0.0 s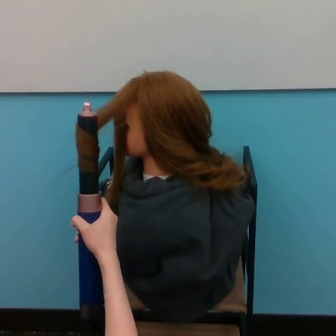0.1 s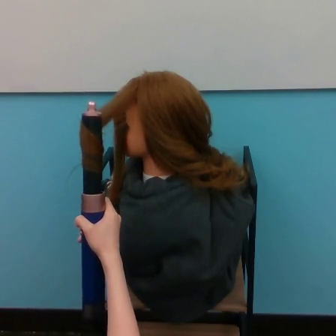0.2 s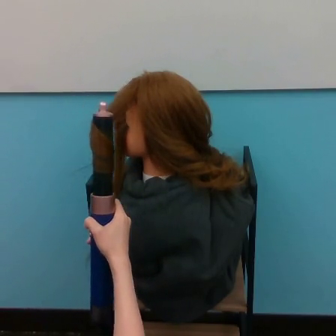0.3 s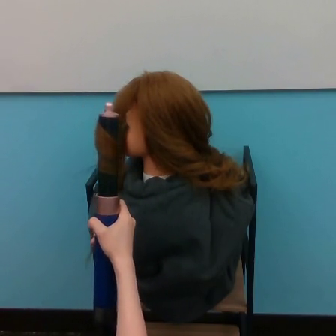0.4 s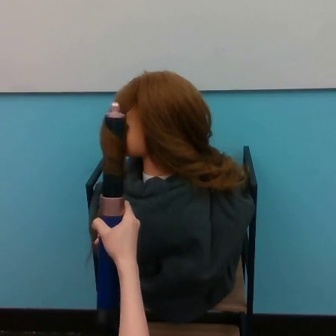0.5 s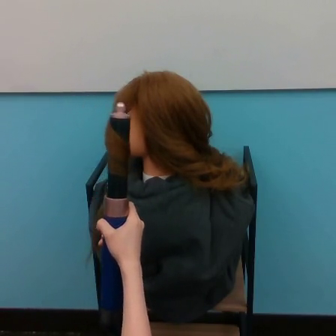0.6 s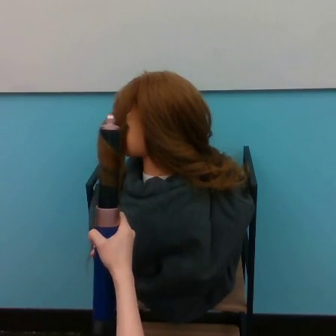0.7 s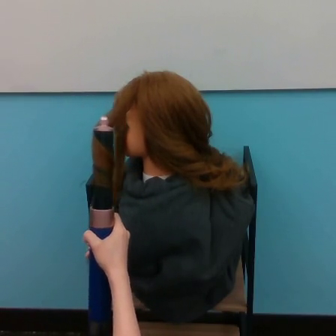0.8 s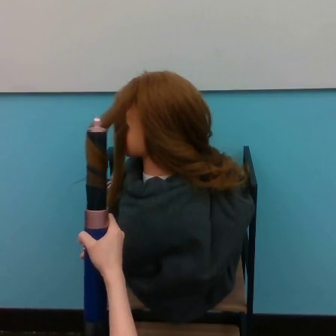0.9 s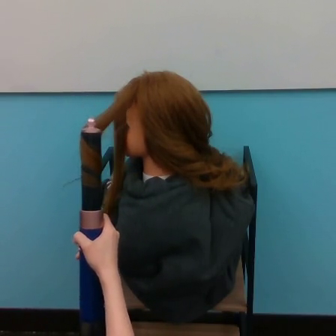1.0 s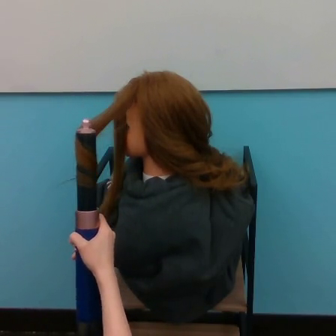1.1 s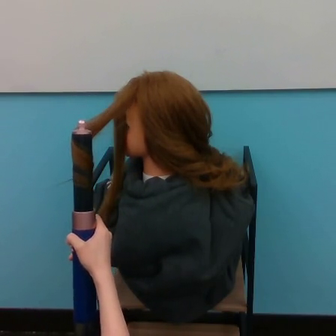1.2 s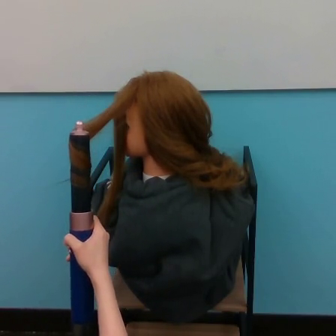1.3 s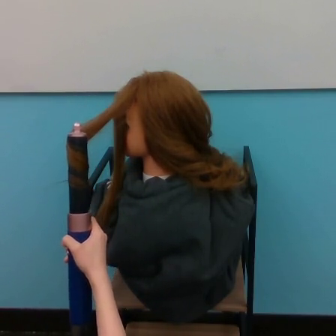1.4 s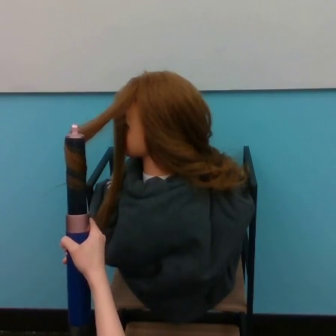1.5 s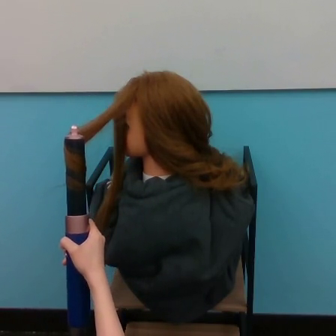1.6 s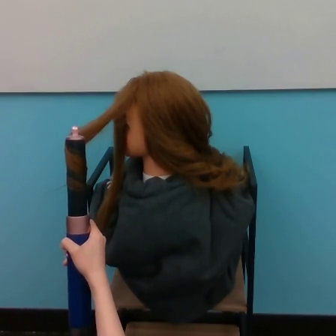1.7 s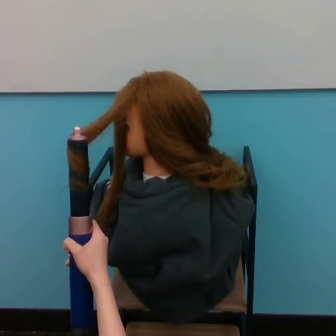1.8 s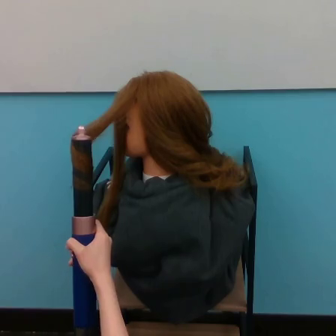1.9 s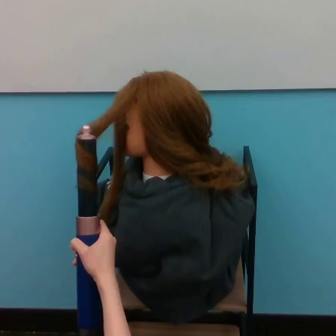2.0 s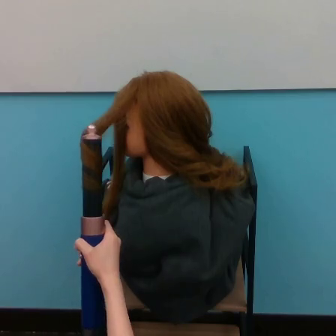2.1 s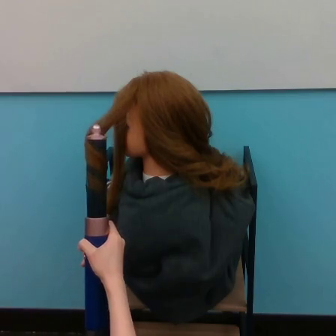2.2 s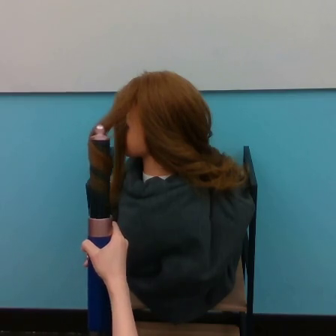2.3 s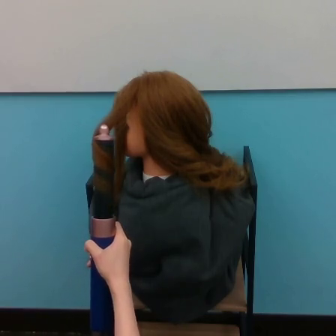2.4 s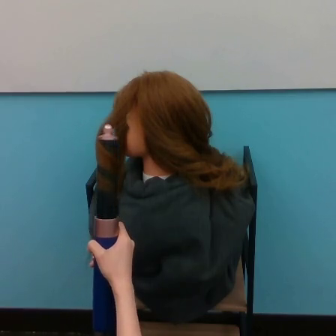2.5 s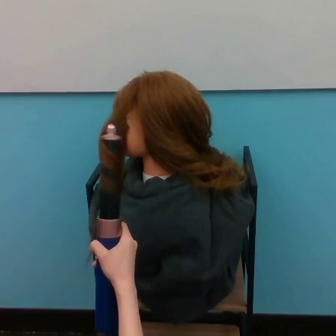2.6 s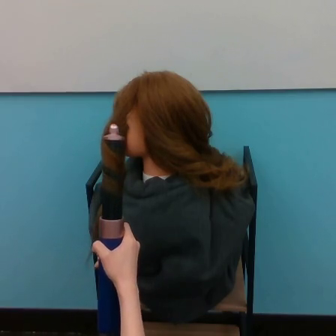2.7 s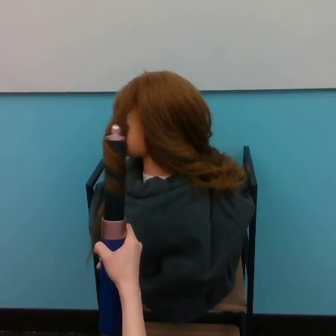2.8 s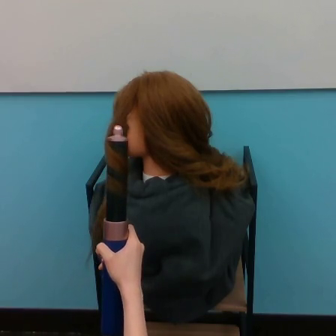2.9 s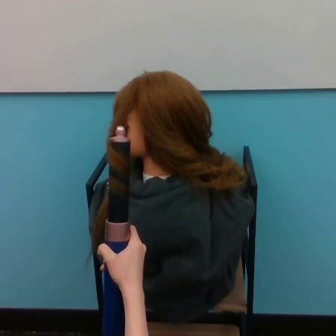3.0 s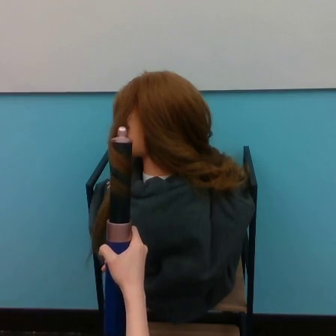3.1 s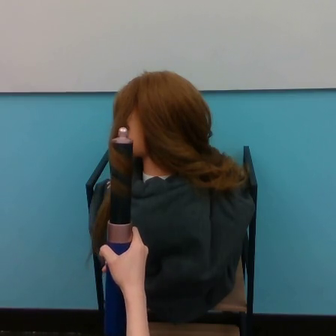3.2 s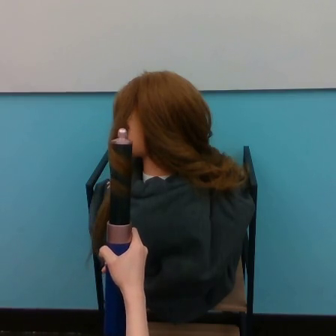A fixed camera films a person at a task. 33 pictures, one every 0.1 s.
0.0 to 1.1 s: The hand goes to the right and downward, then to the left, on a clockwise arc.
1.1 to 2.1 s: The hand moves only a little.
2.1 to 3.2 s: The hand goes to the right.
Task: curl hair.
